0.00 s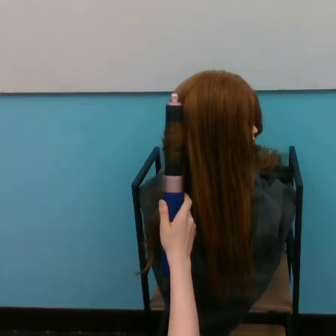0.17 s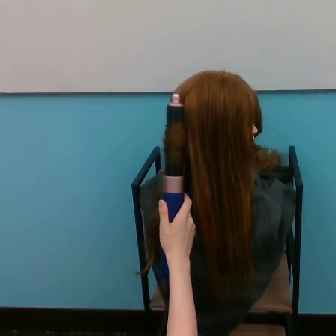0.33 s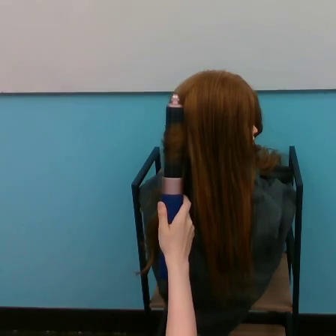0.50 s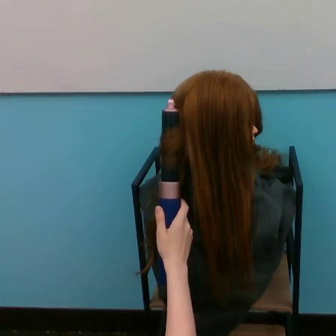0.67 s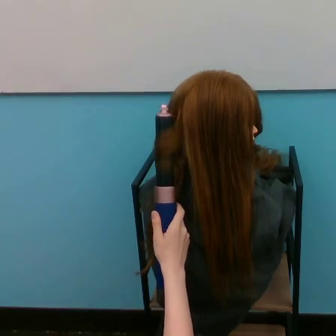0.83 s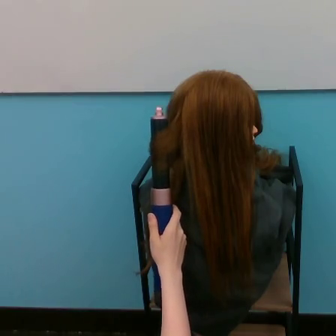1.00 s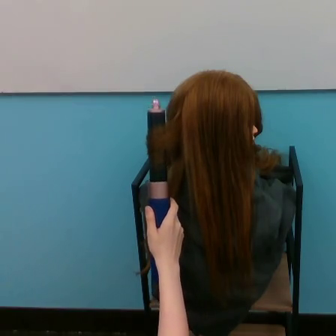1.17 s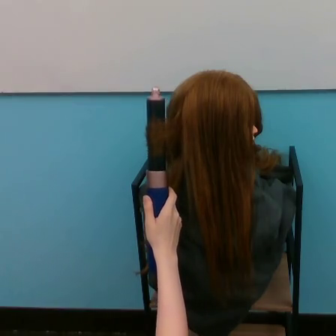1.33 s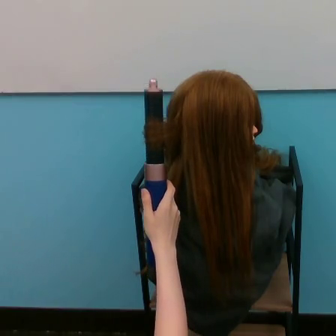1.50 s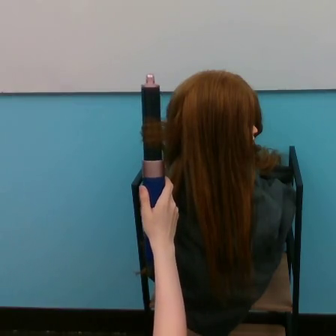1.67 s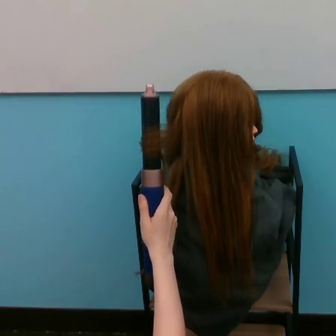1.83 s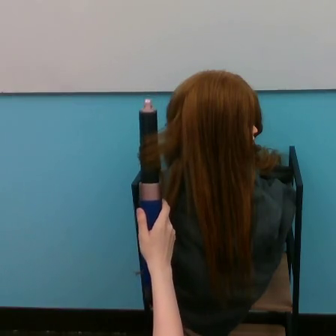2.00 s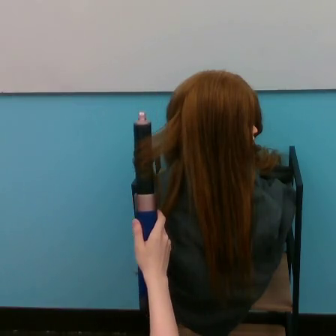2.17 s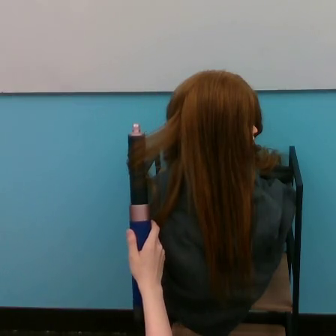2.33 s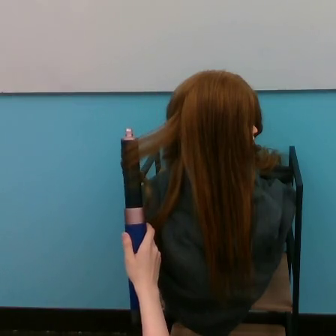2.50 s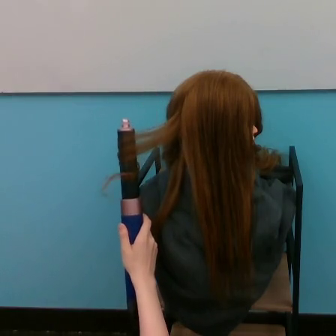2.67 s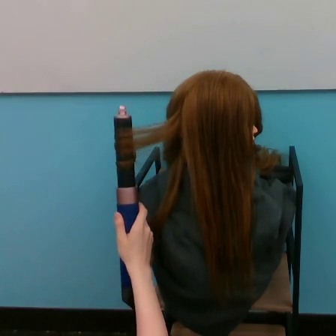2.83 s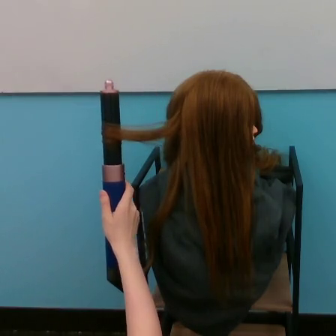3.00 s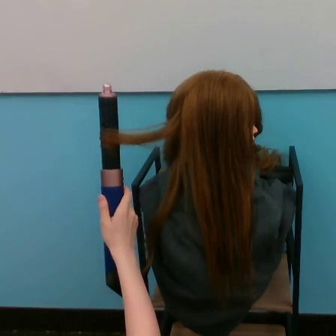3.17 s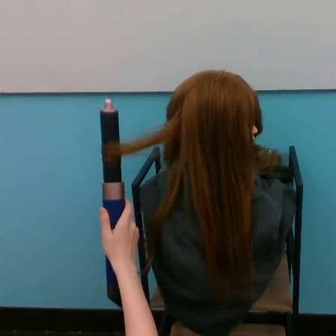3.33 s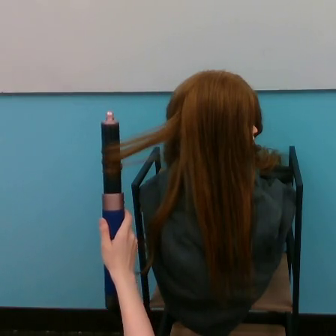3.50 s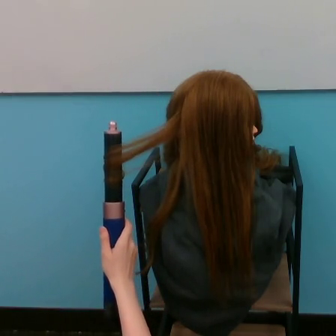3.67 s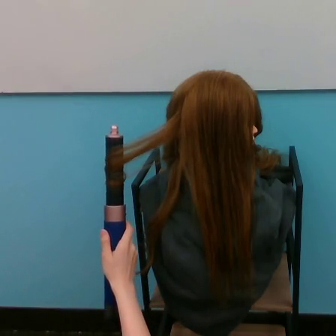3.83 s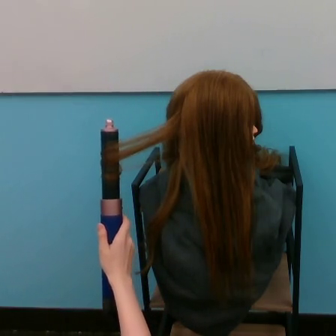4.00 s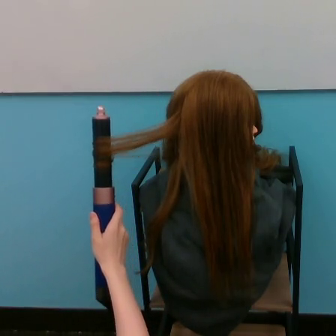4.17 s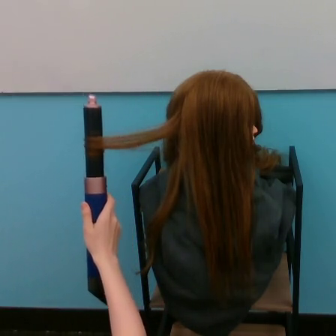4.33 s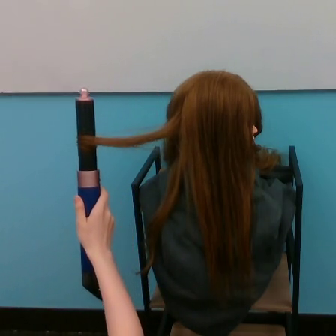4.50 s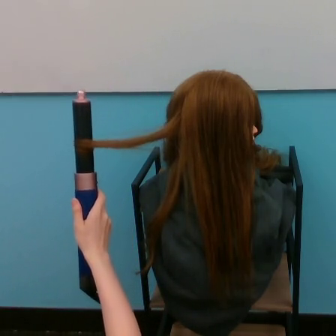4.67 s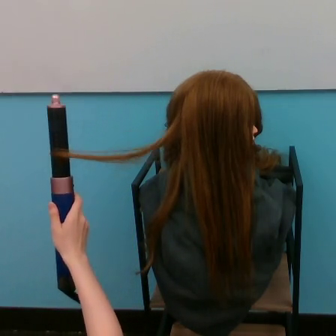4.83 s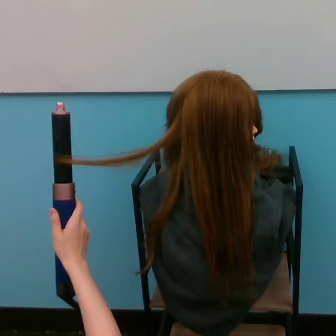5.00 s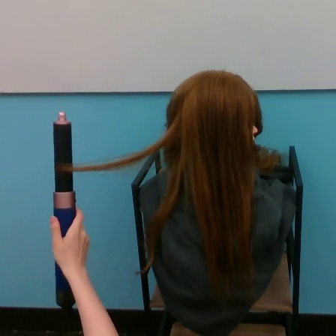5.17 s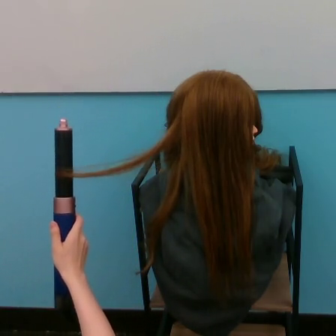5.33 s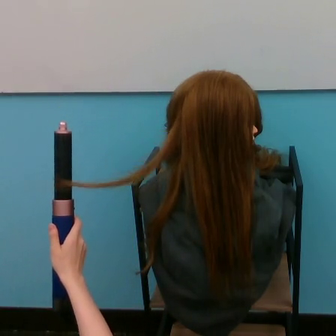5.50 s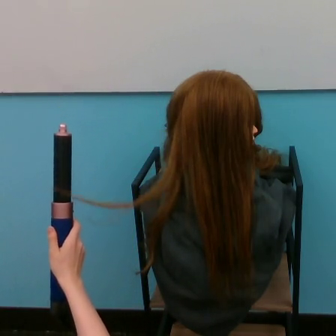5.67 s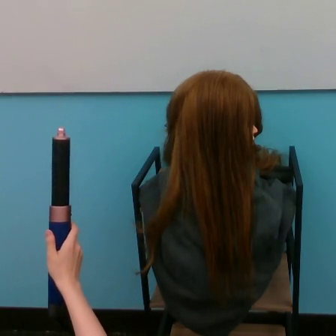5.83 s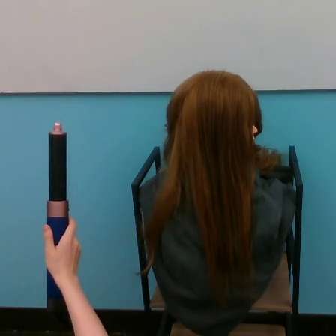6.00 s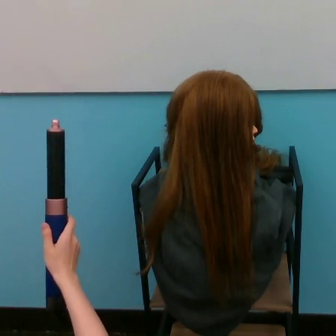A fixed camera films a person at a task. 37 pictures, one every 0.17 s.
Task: curl hair.
Motion: move to the left, making vertical oscillations up and down.
0.00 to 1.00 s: The hand moves only a little.
1.00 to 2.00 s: The hand goes upward, then downward.
2.00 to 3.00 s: The hand goes to the left and upward.
3.00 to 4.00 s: The hand goes downward, then upward.
4.00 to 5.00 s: The hand goes to the left, then downward.
5.00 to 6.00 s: The hand moves only a little.
